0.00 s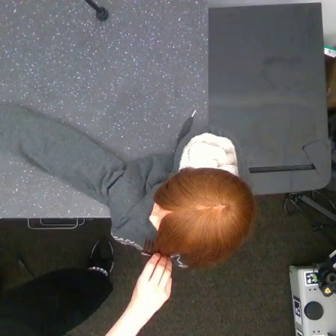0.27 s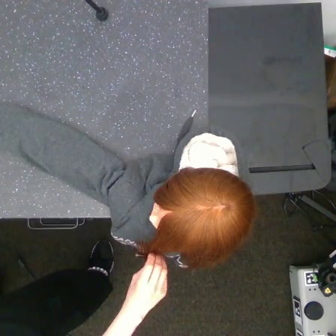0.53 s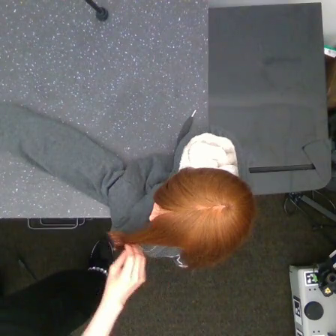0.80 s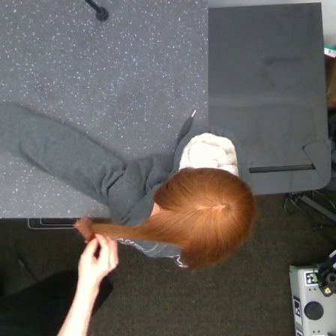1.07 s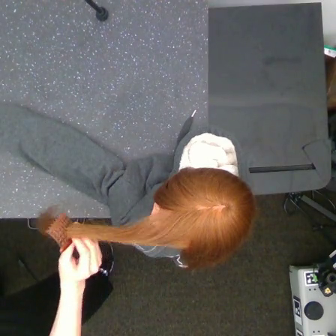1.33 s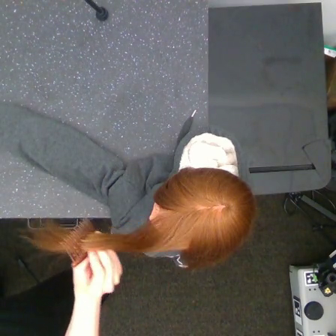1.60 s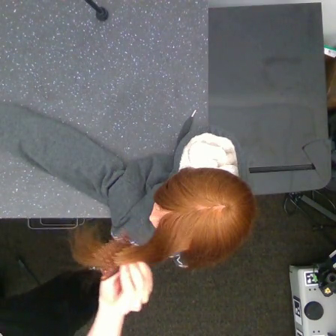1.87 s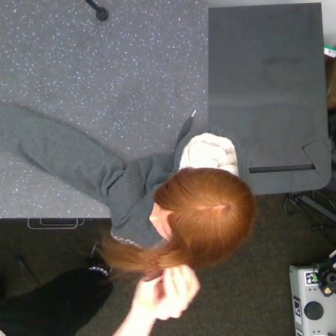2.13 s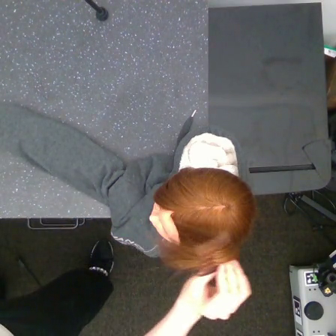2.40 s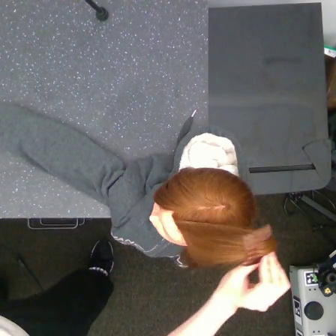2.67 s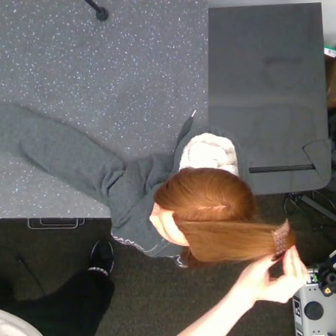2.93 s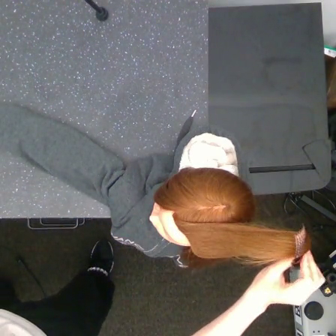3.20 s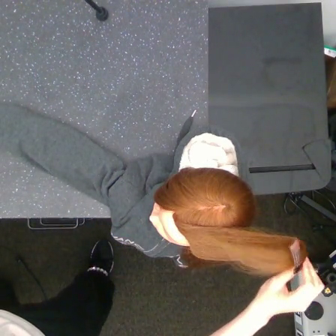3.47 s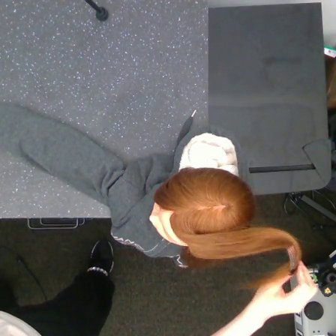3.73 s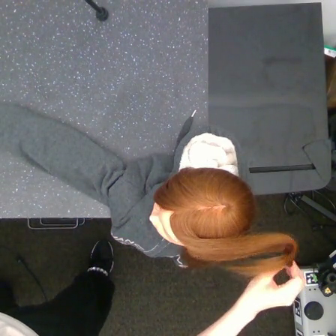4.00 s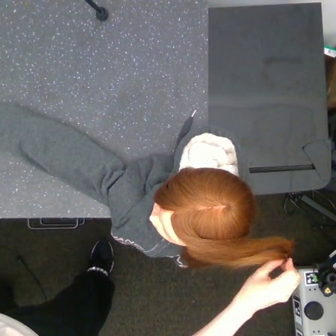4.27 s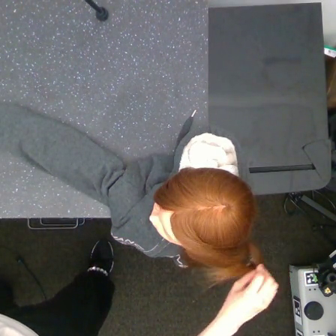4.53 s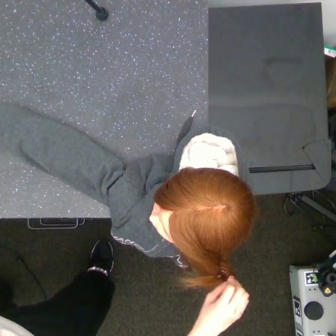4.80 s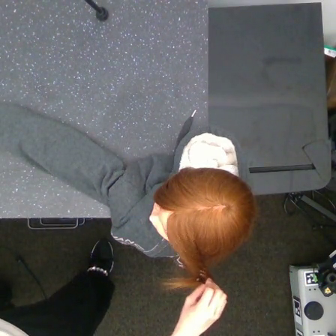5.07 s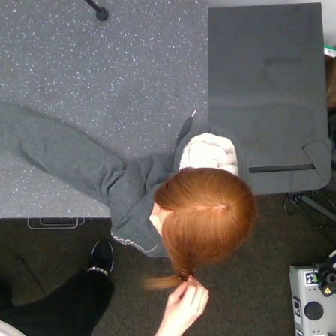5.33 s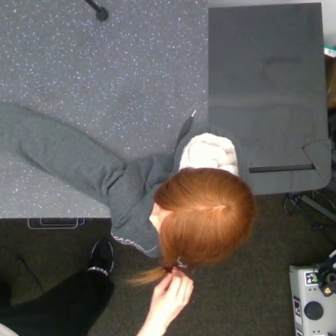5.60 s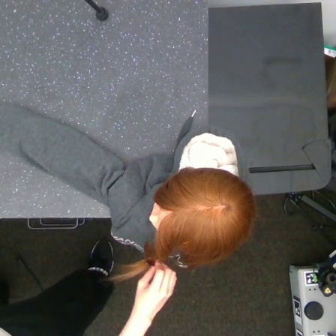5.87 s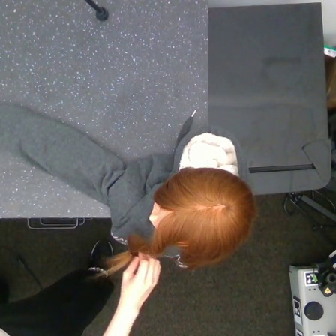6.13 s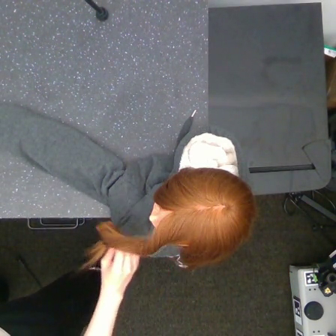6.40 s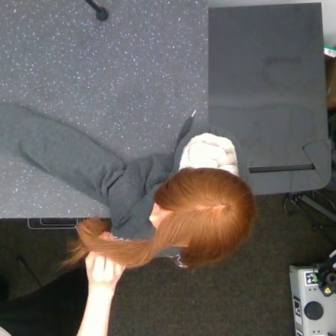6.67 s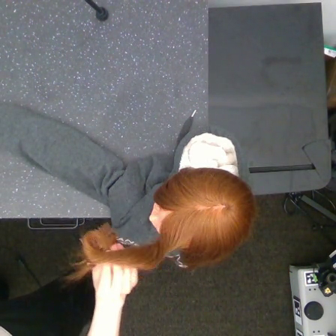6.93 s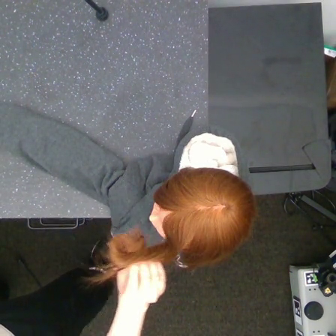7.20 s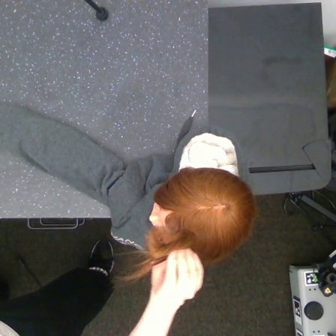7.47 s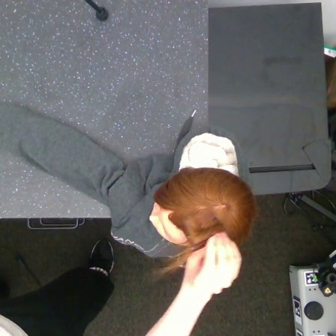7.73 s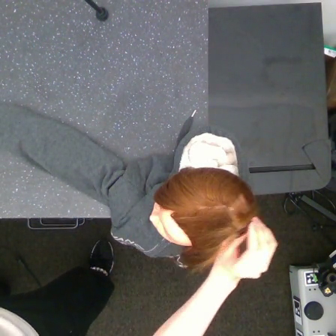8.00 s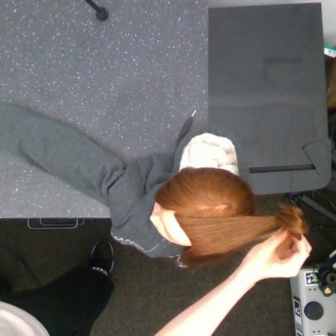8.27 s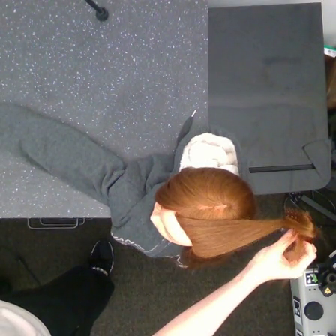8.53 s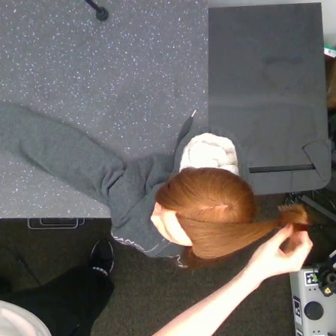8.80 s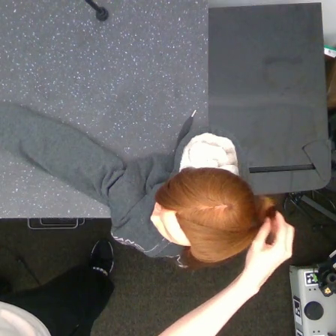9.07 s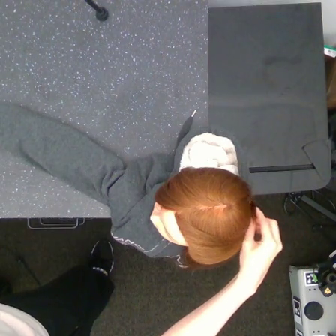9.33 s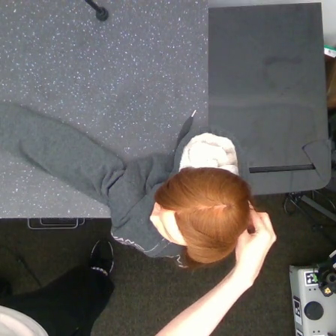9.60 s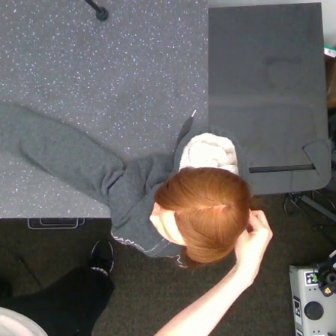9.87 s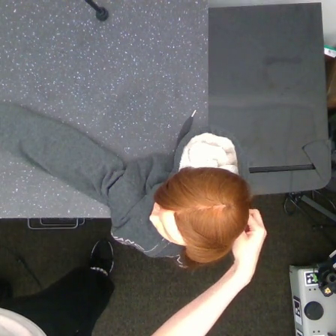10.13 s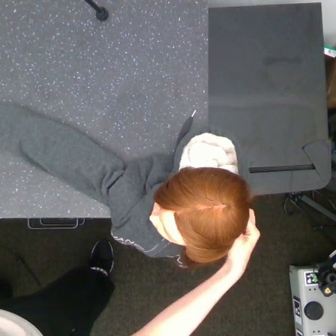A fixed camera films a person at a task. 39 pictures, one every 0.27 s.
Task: tidy side hair.
Motion: move to the left and move to the right, repeating this sequence 2 times, then move to the left shortly.
0.00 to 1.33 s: The hand goes to the left, then downward and to the right.
1.33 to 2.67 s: The hand goes to the right.
2.67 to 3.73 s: The hand goes to the right and downward, then to the left, on a clockwise arc.
3.73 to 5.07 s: The hand goes to the left.
5.07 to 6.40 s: The hand goes to the left.
6.40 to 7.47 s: The hand goes to the right.
7.47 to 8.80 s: The hand goes to the right, then to the left.
8.80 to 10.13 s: The hand goes to the left.
